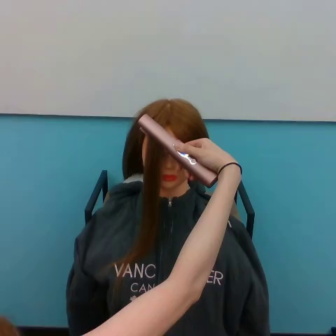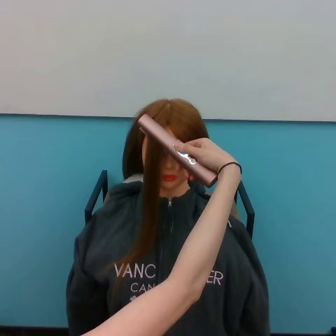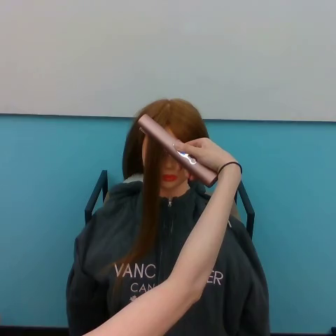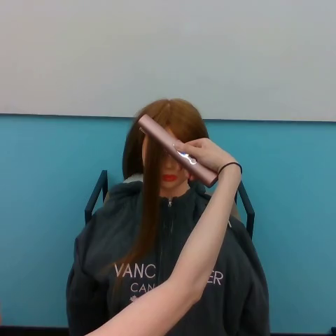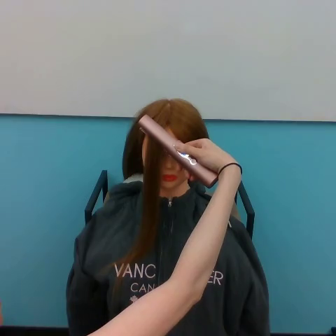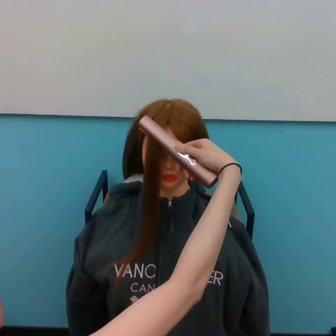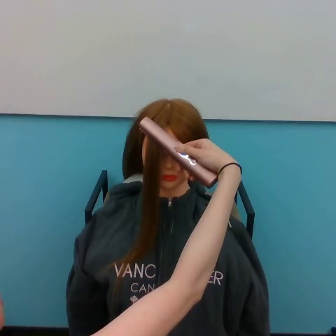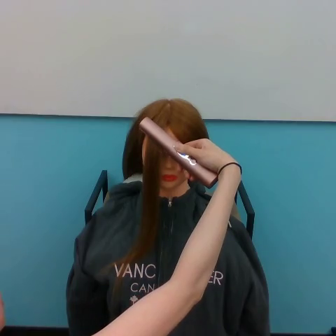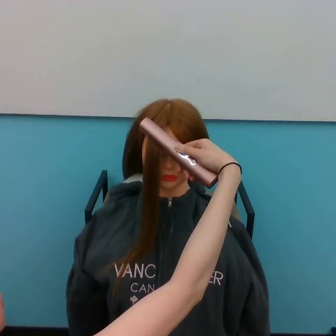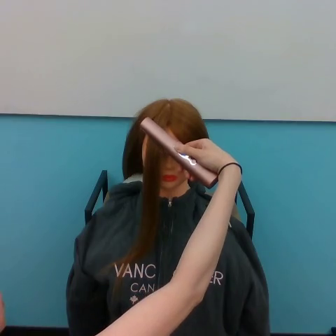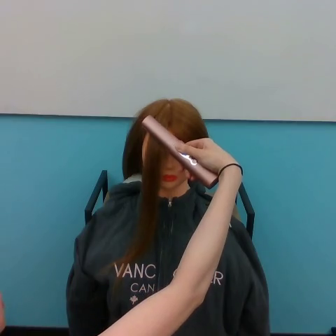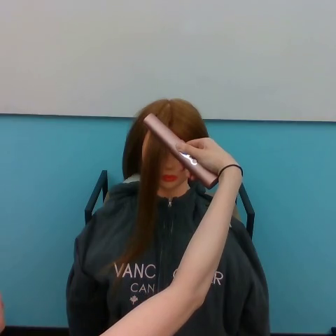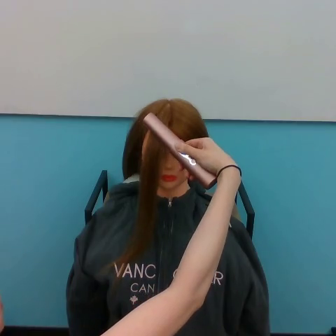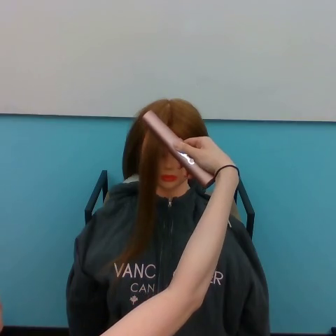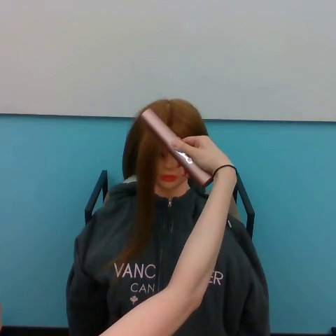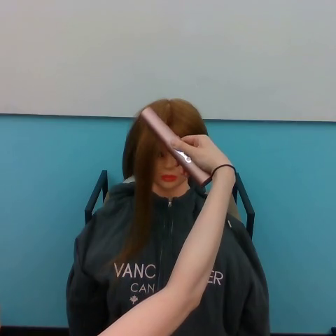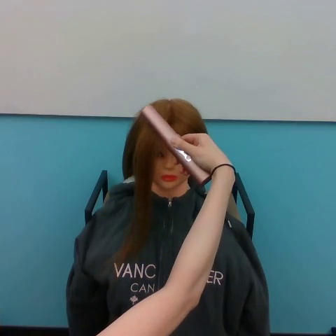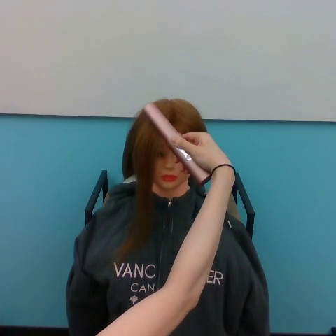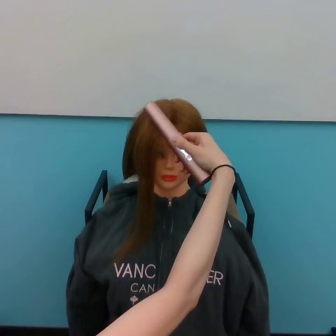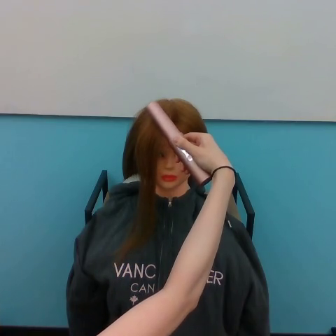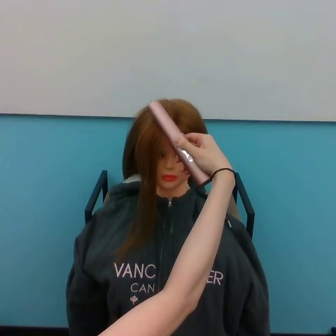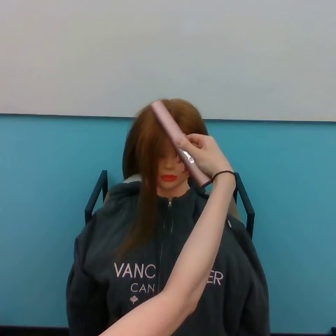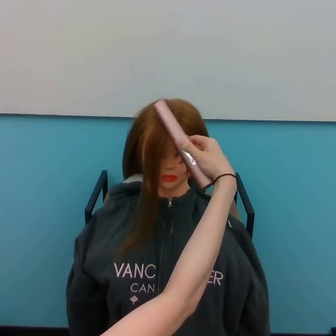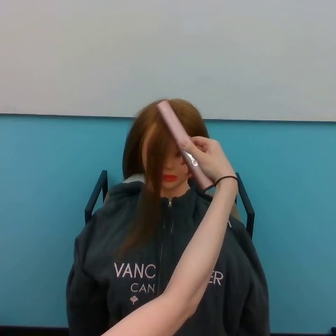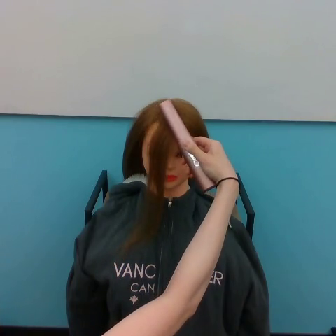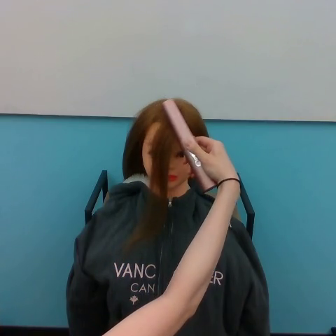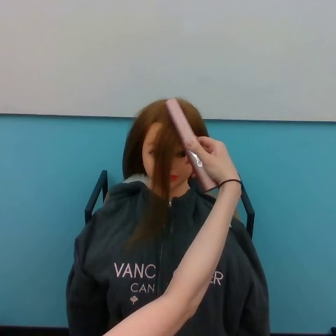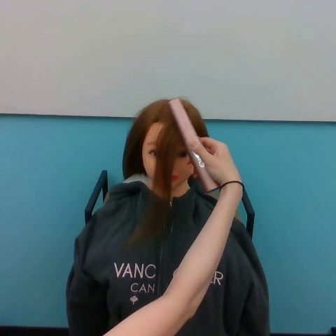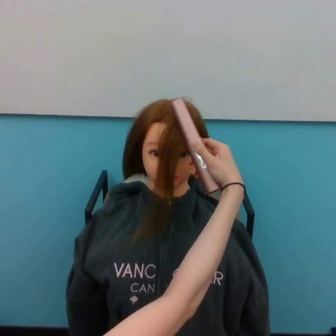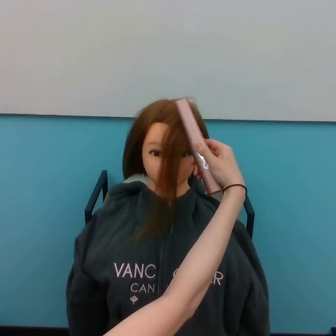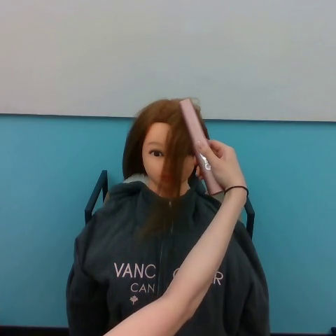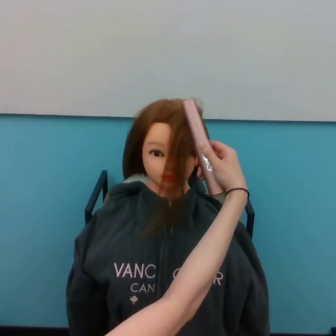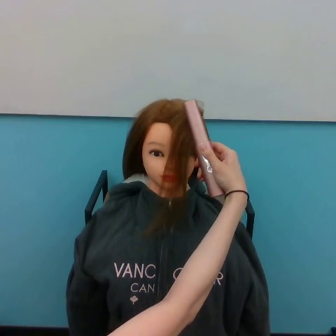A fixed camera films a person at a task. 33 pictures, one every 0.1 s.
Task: straighten hair.
0.0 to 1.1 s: The hand stays where it is.
1.1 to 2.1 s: The hand moves only a little.
2.1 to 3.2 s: The hand goes to the right.
